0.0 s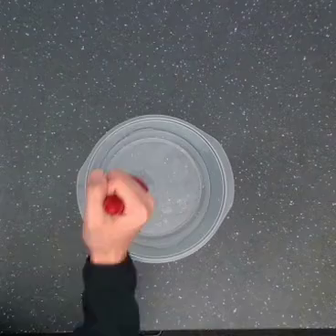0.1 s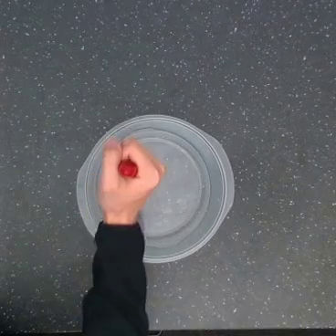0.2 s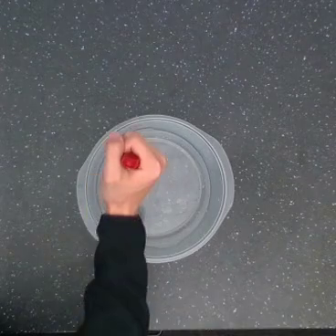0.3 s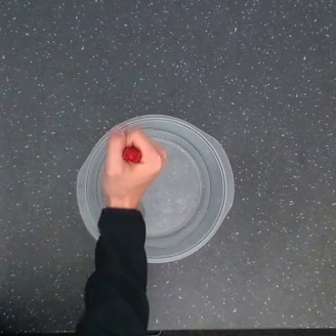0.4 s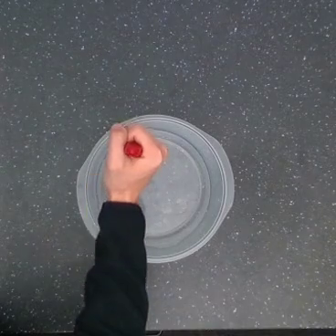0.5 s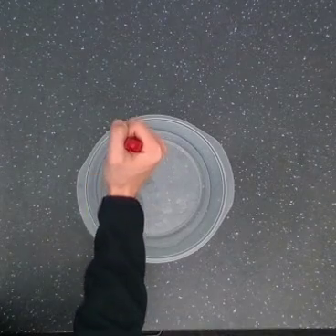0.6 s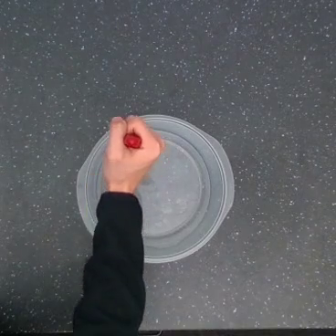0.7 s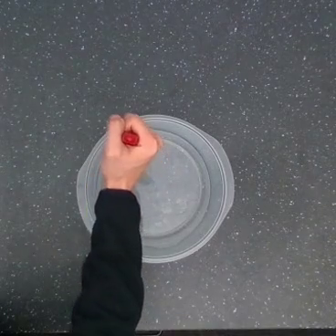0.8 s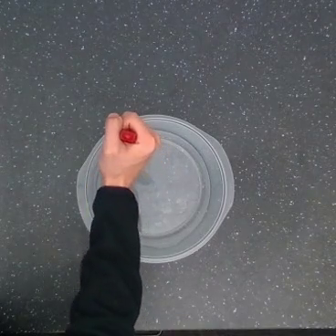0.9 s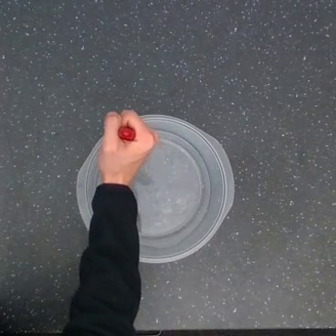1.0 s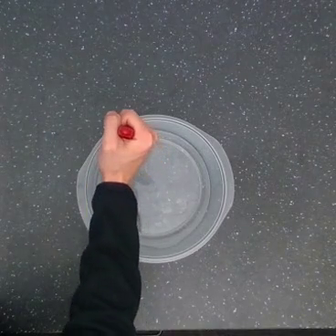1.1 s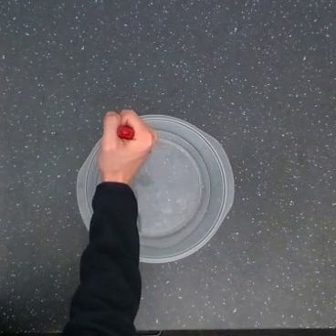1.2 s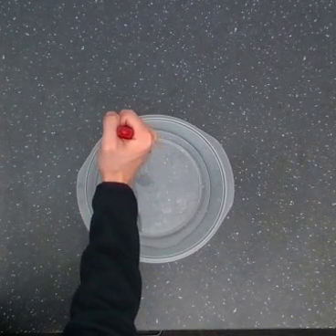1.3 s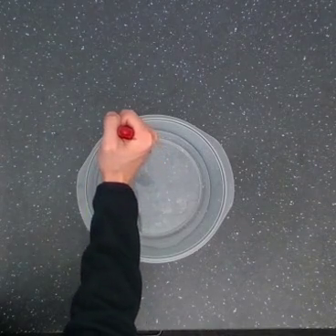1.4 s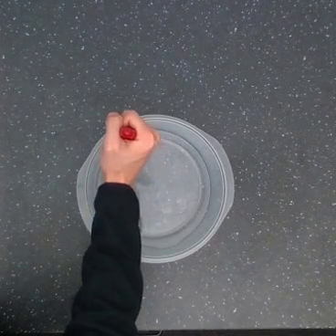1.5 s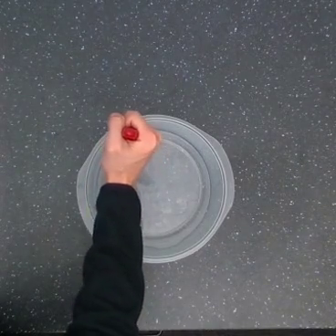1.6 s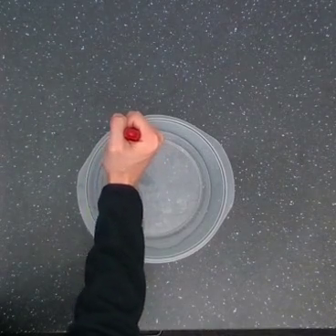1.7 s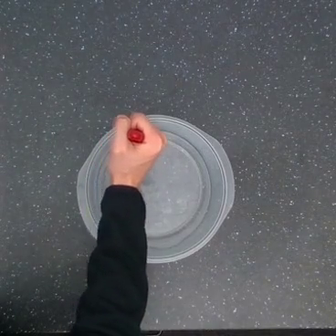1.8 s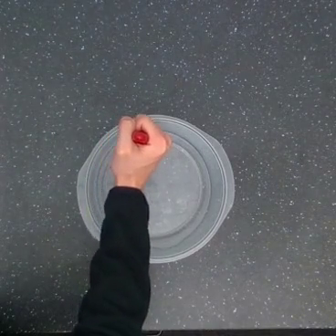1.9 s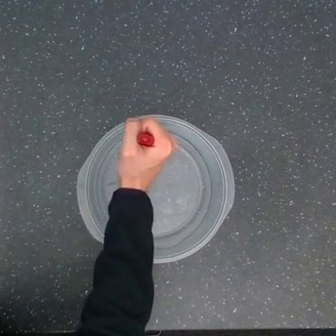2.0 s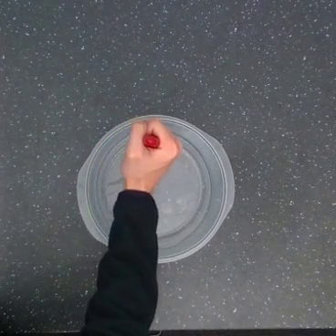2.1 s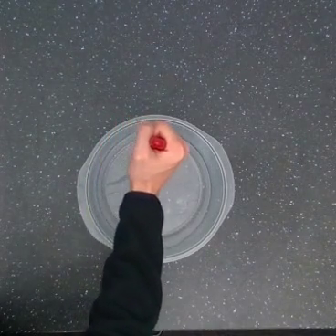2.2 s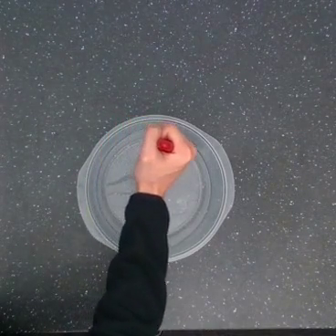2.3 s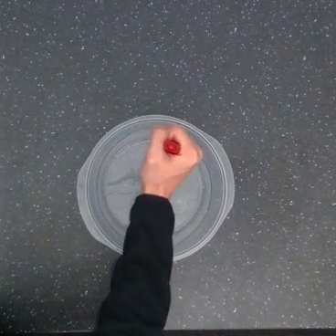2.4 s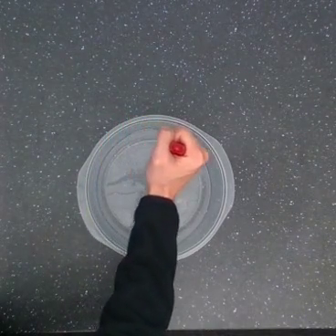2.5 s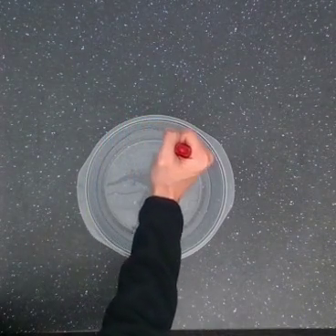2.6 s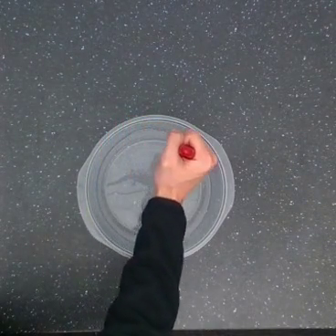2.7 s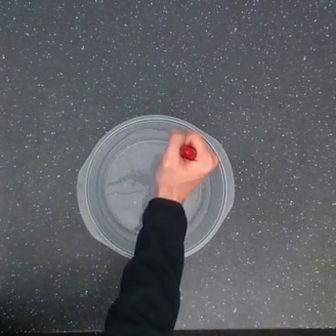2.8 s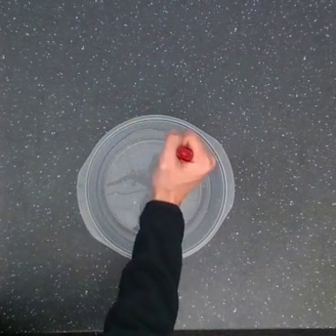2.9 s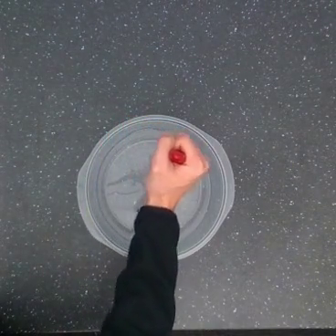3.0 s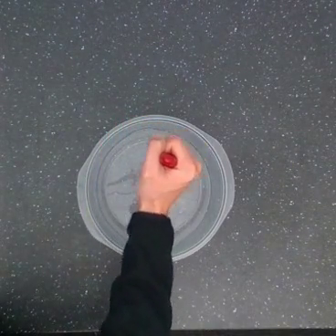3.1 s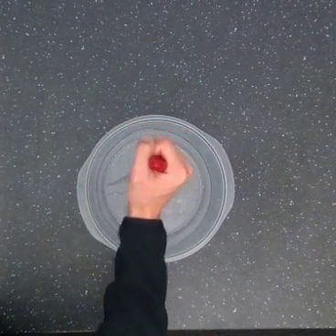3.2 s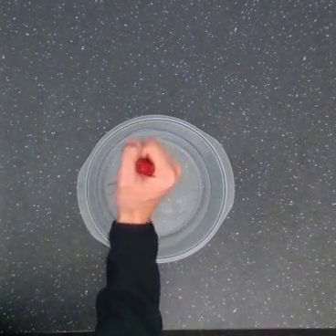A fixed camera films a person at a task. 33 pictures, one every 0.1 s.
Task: stir.
0.0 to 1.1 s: The hand goes upward.
1.1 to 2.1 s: The hand goes to the right.
2.1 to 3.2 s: The hand goes to the right, then to the left.
